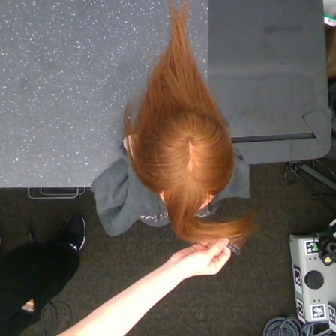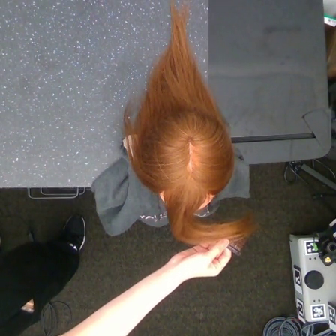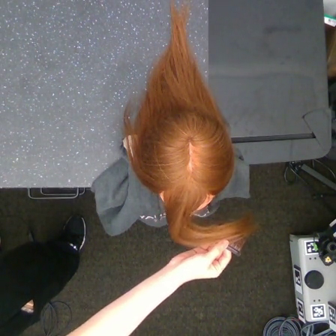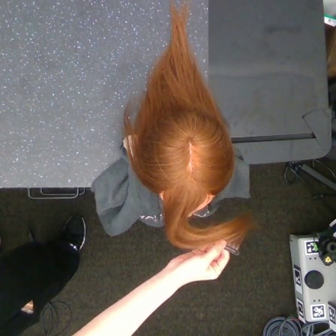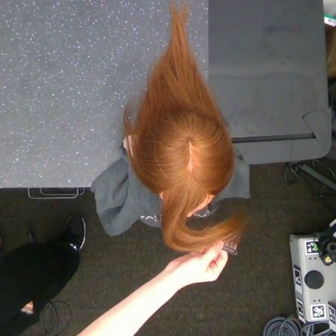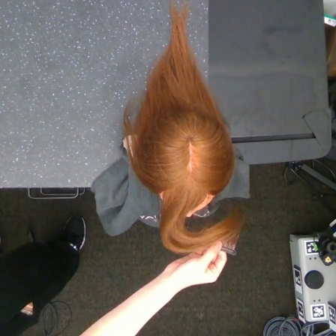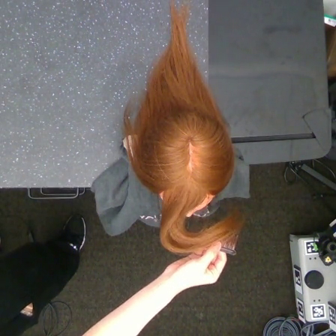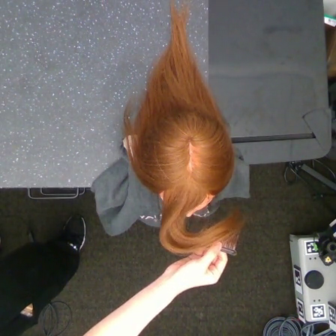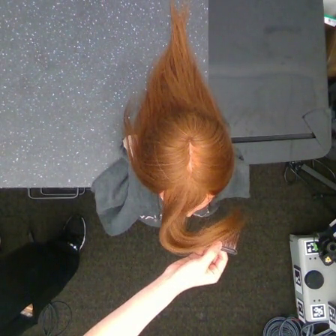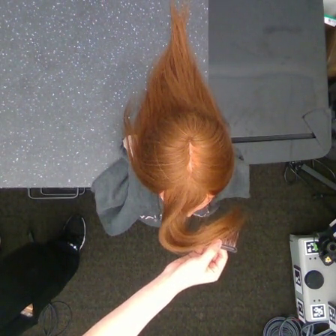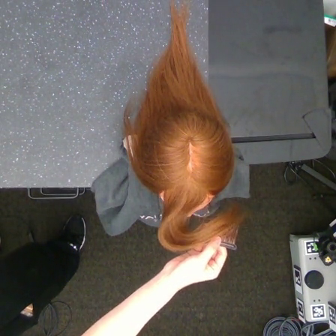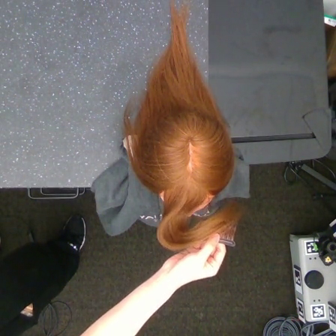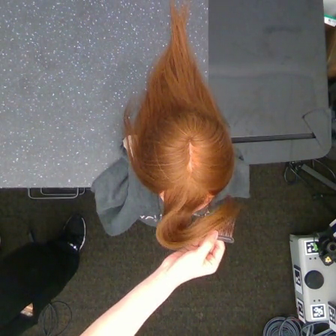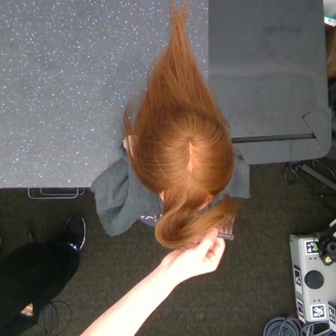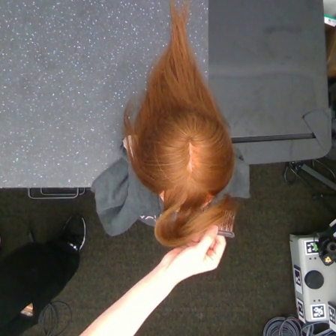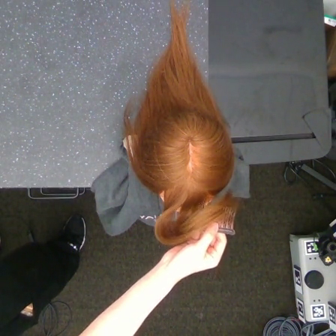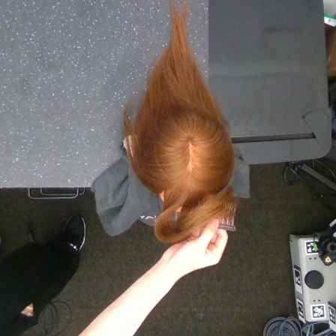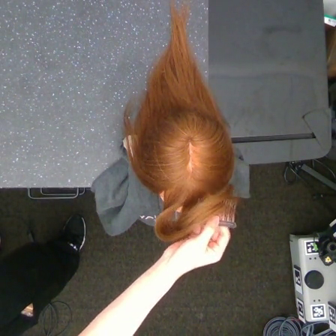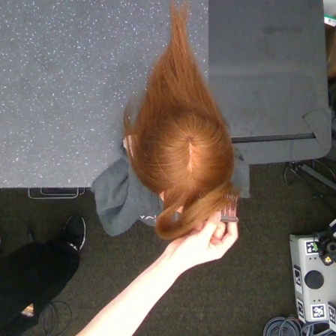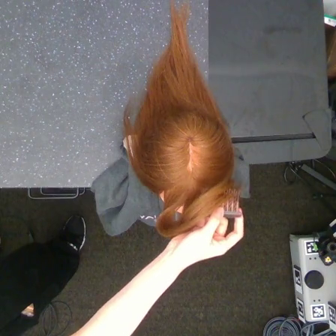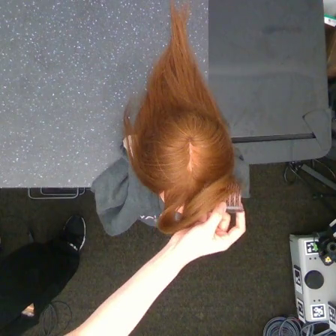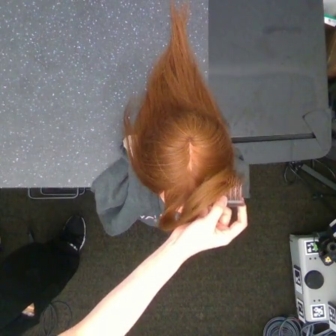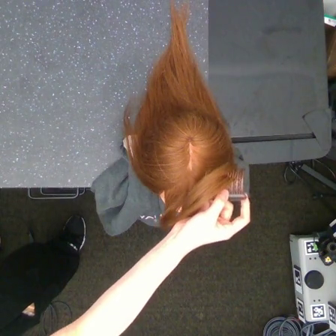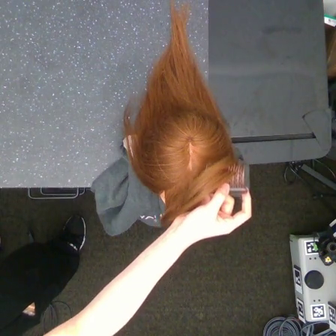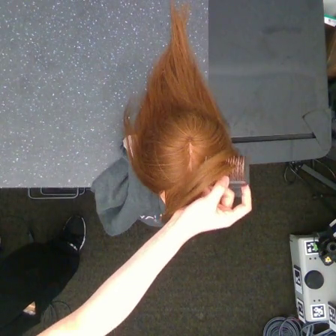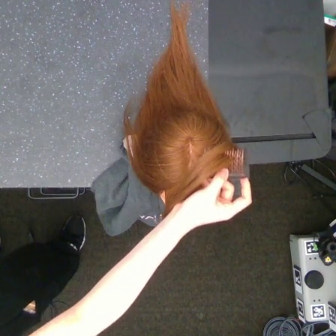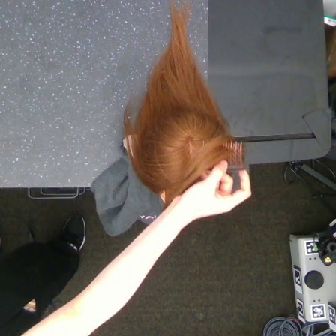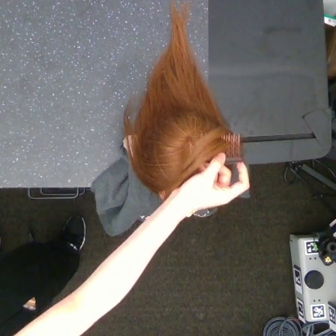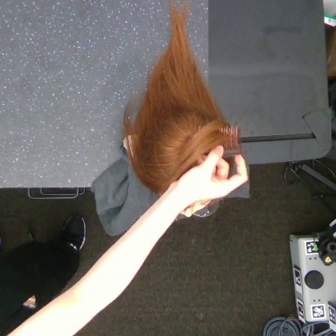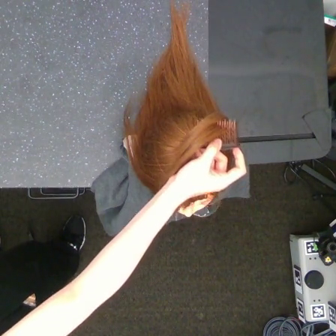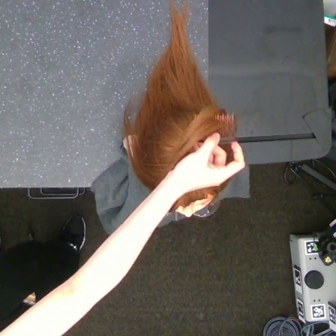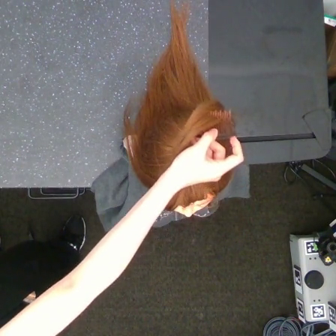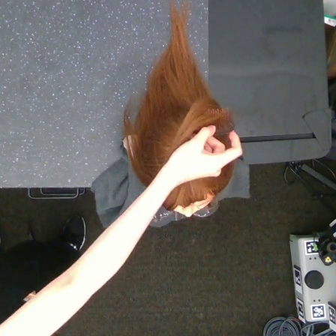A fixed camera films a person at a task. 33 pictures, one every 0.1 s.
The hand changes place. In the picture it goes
upward.
0.0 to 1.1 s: The hand moves only a little.
1.1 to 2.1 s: The hand goes upward.
2.1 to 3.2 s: The hand goes upward.
Task: tidy front hair.
